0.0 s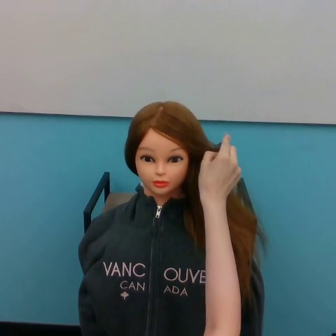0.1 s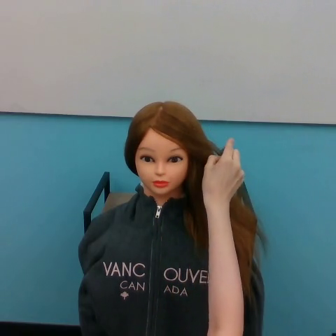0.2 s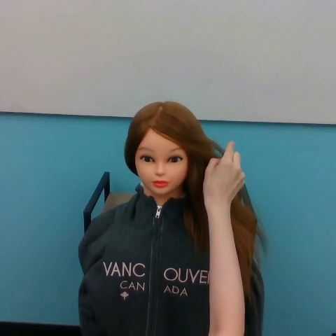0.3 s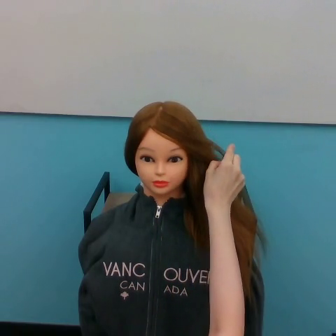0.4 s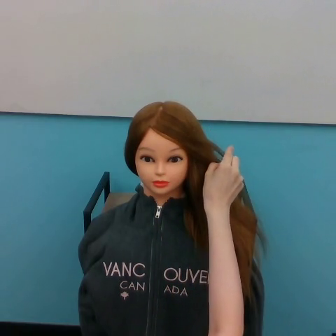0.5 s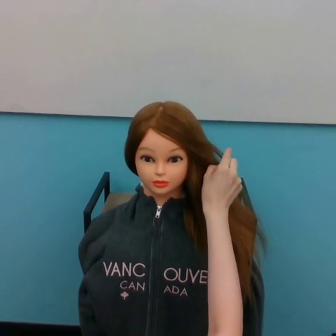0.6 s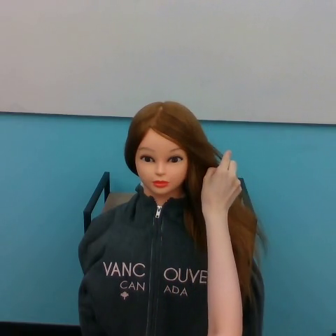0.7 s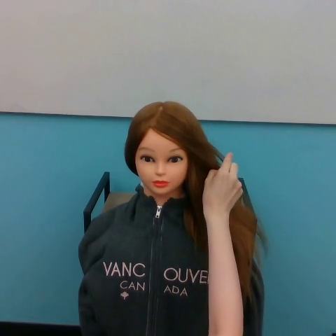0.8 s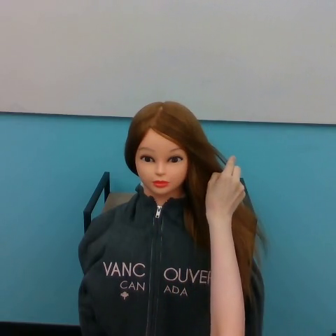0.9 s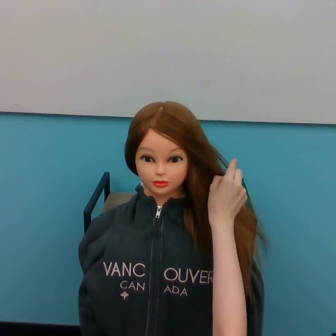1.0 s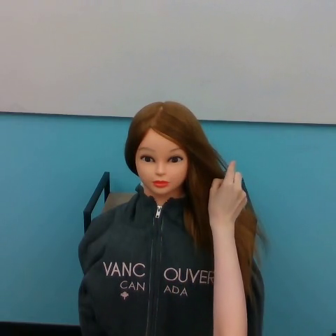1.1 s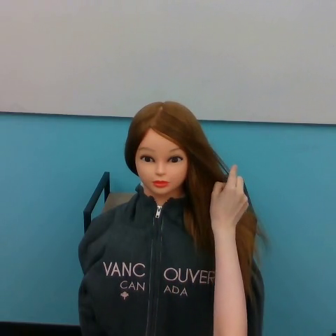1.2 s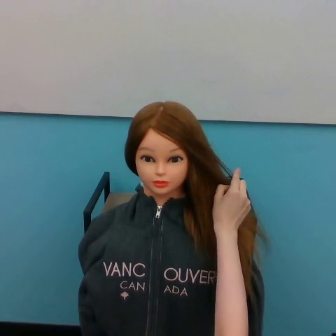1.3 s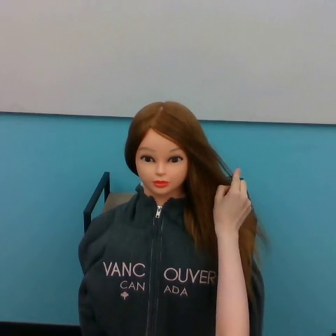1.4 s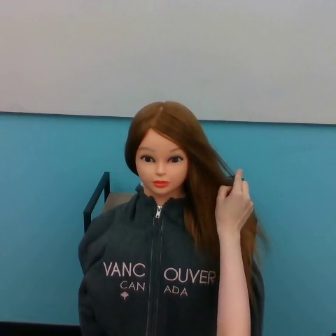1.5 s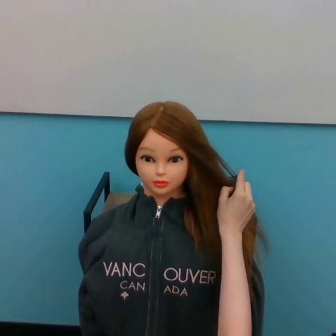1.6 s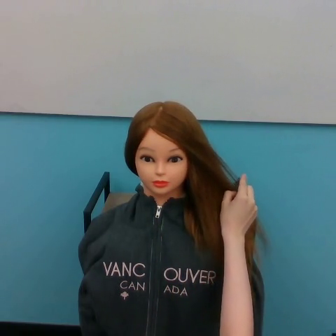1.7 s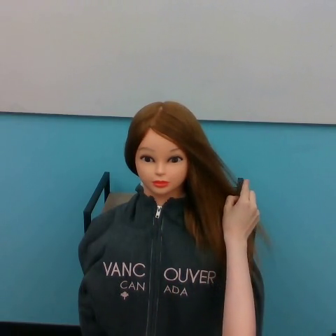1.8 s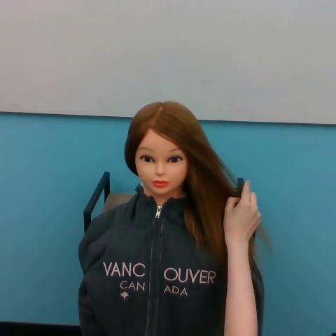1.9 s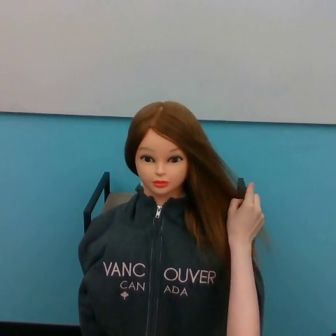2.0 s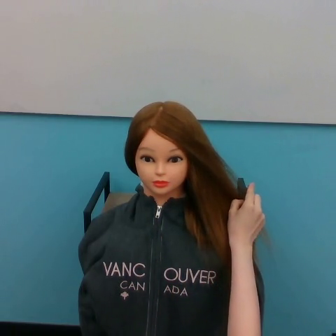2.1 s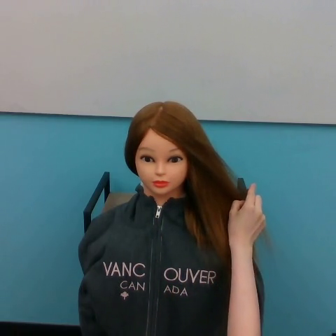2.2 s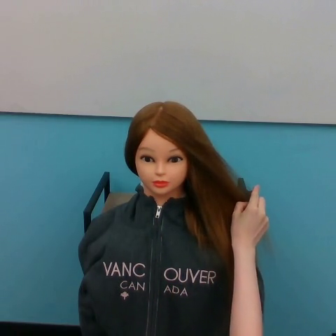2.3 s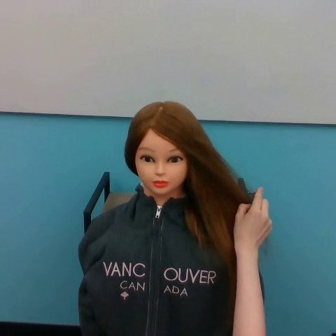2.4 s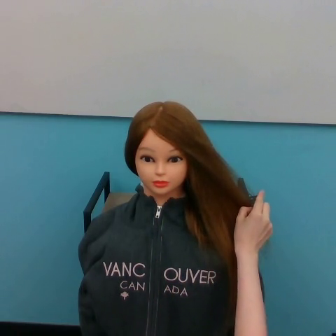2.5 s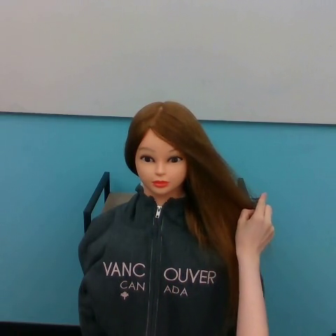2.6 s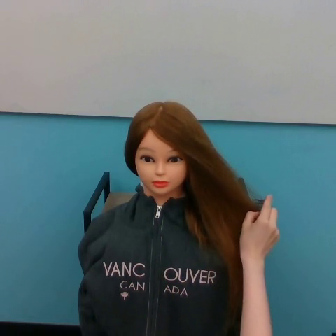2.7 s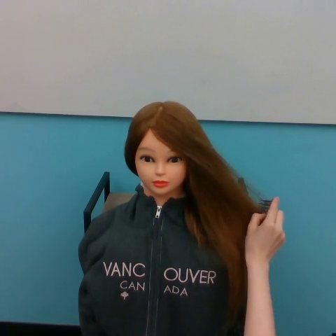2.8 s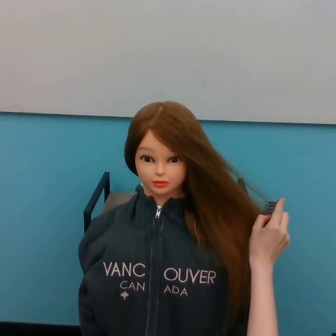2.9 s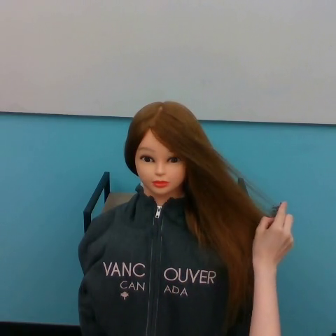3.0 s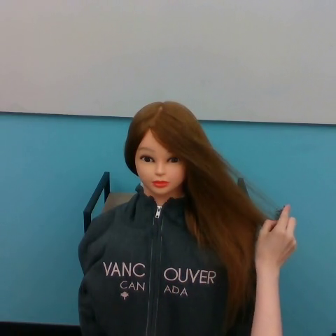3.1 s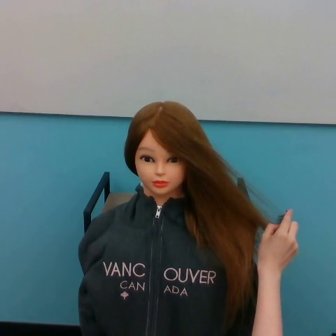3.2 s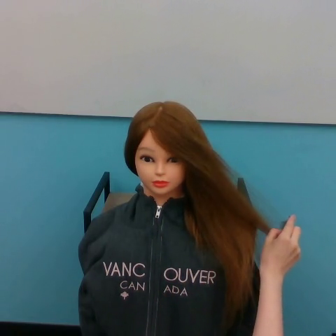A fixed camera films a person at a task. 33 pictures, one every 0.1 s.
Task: brush hair.
0.0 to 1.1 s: The hand goes downward.
1.1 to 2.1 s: The hand goes downward and to the right.
2.1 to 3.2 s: The hand goes to the right and downward.
